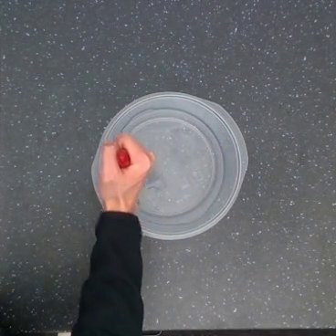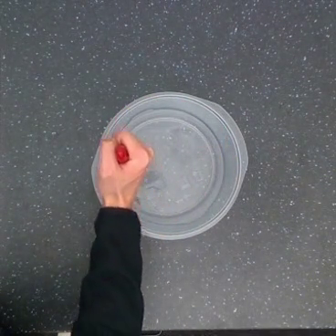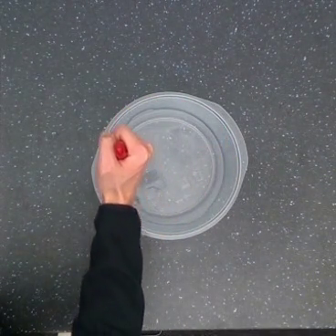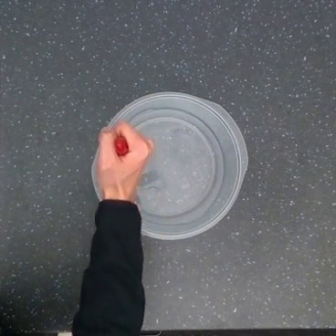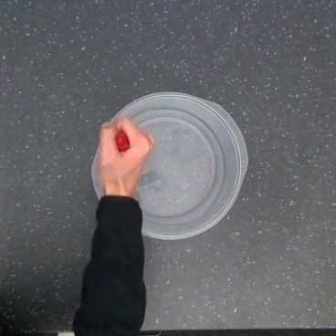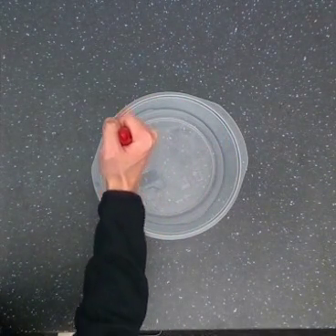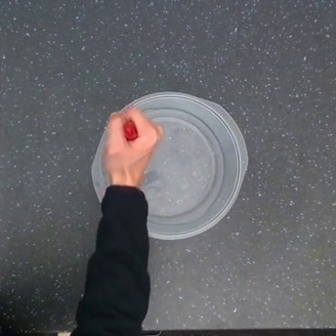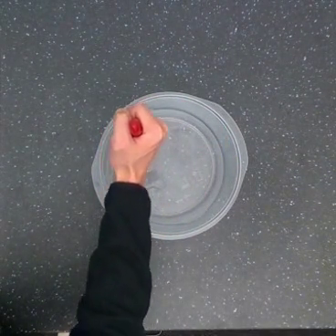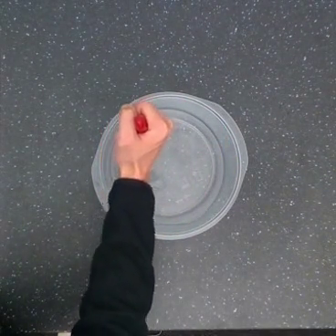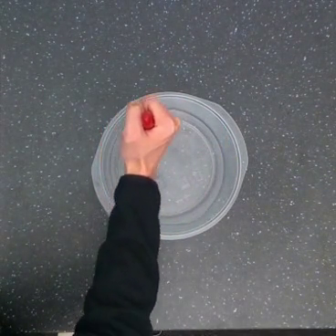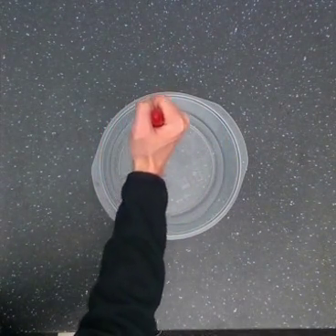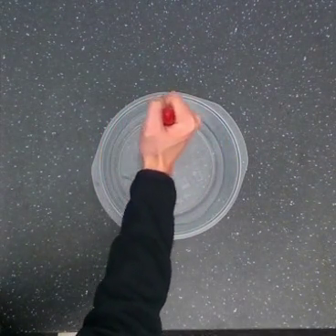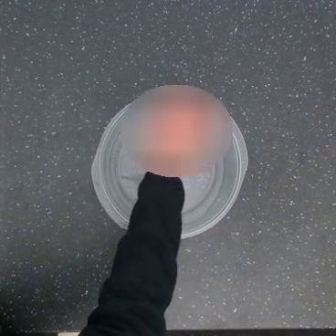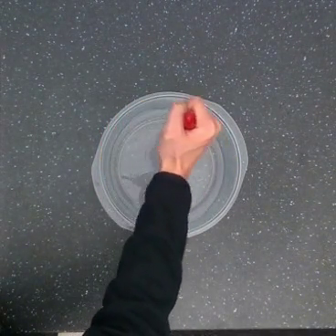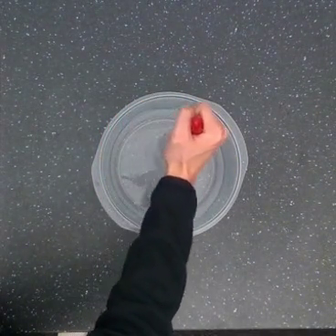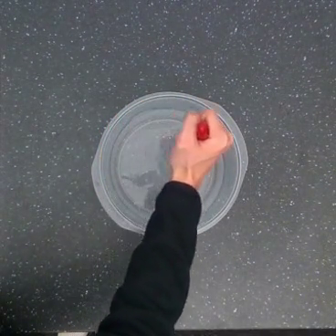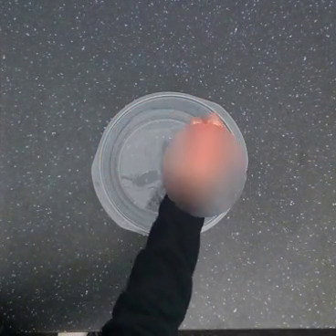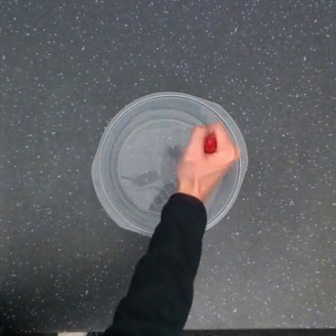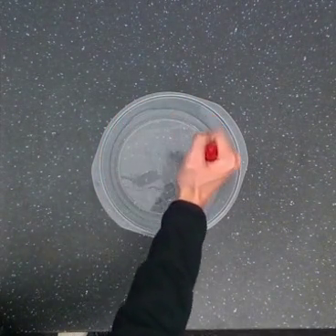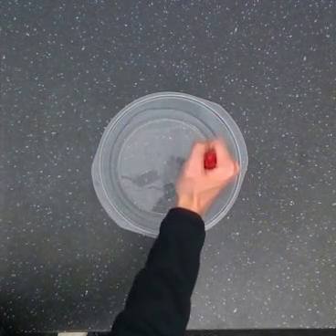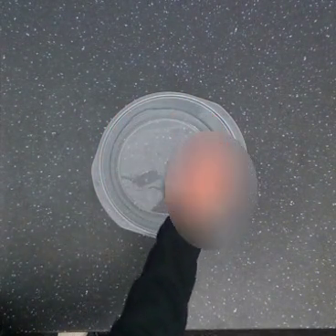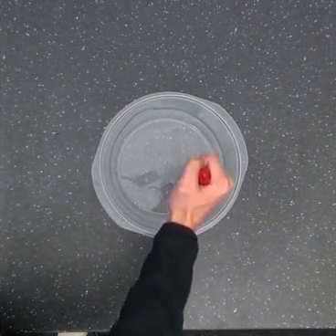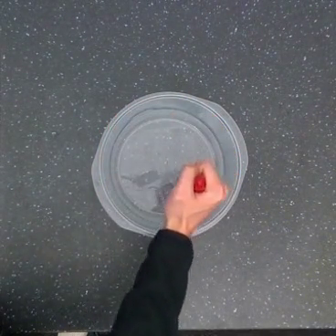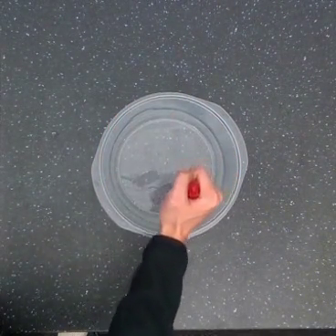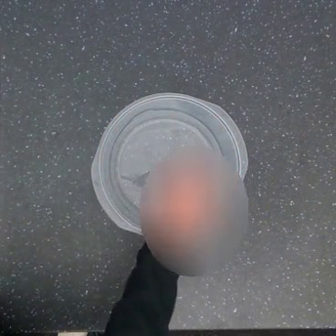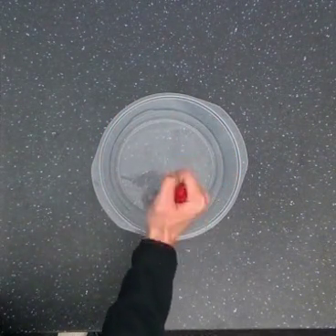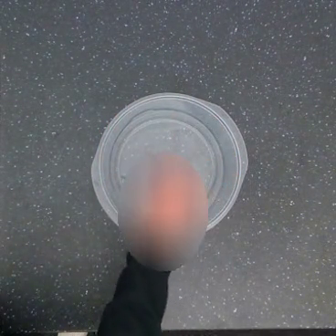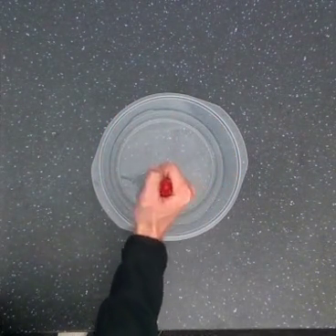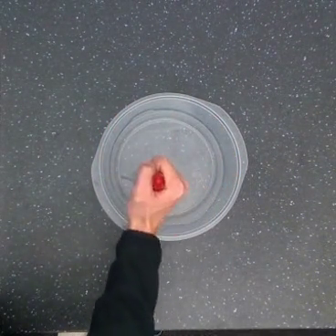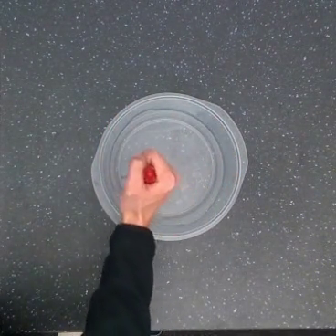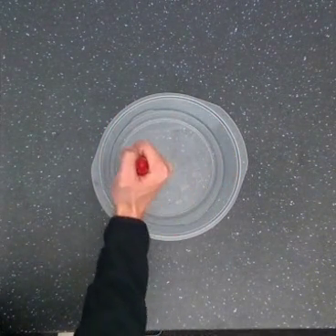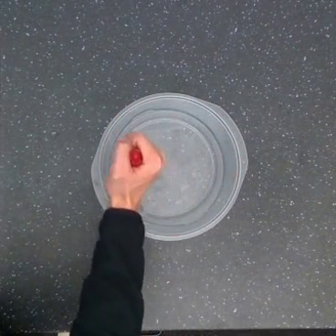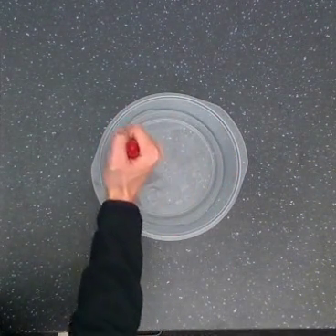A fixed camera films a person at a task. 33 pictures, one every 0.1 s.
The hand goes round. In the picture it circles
clockwise.
0.0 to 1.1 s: The hand goes to the right and upward, on a clockwise arc.
1.1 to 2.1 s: The hand goes downward and to the right.
2.1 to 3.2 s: The hand goes to the left and upward, on a clockwise arc.
In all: It circles clockwise, turning through about 360 degrees.
Task: stir.
